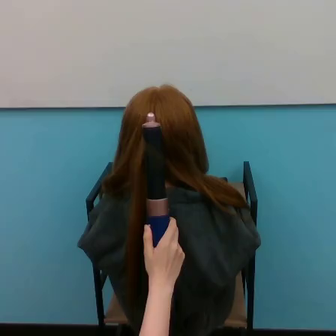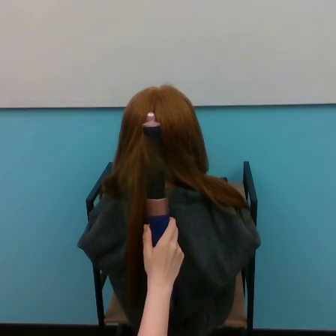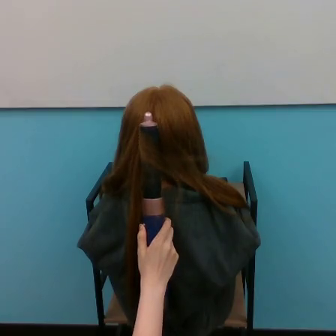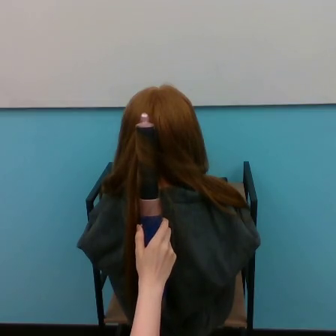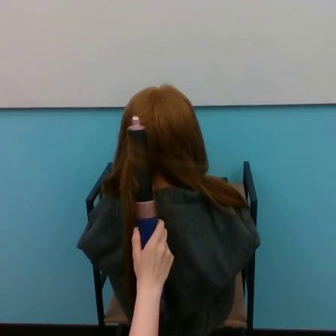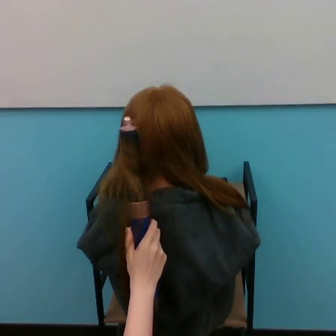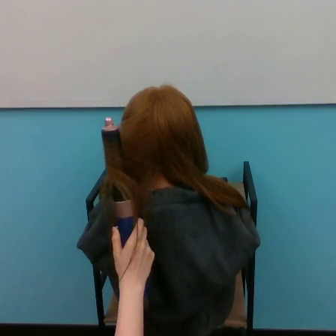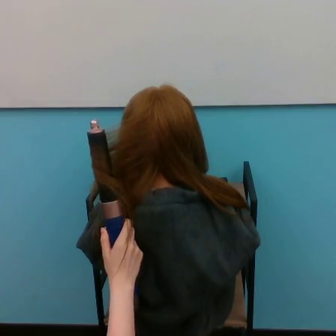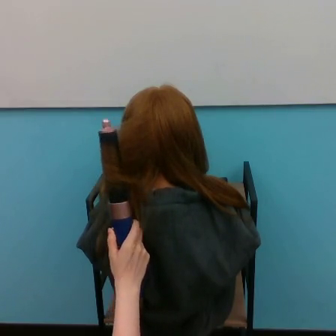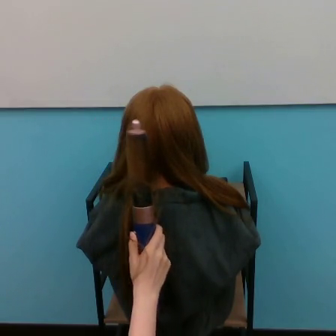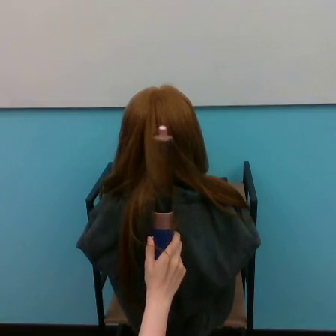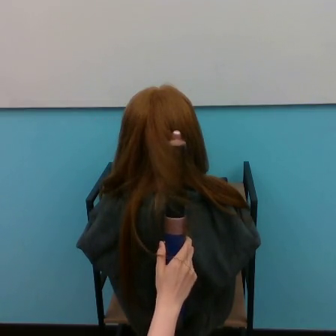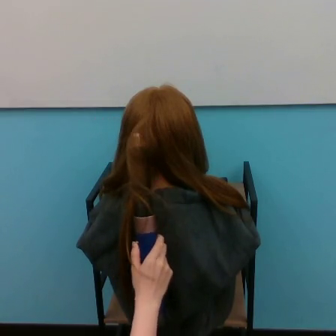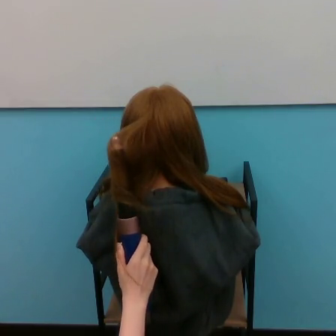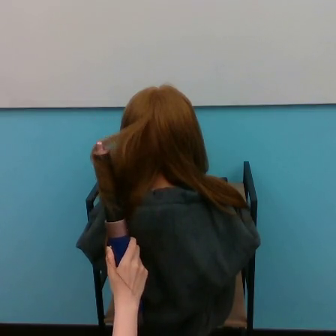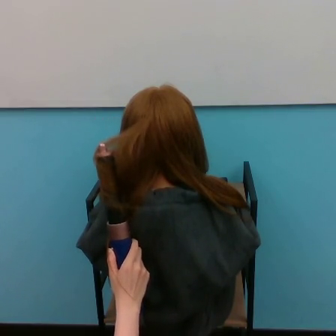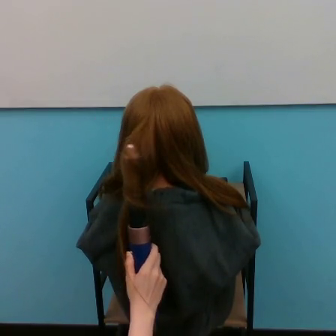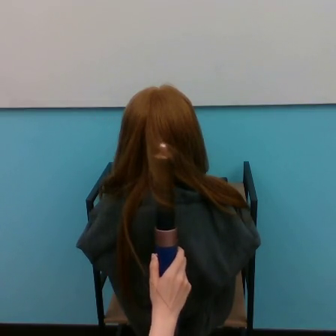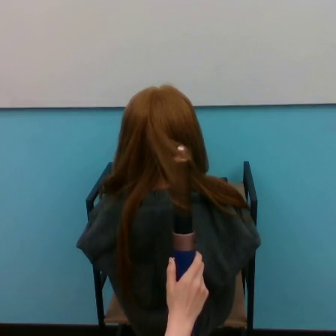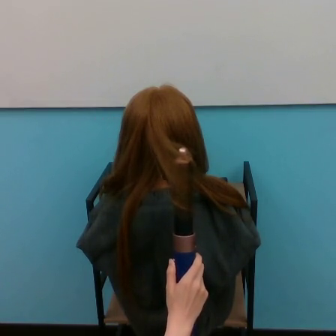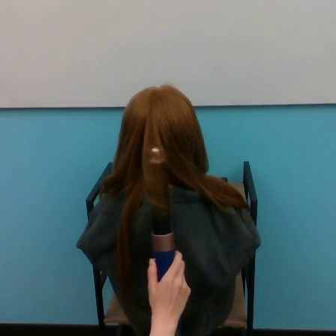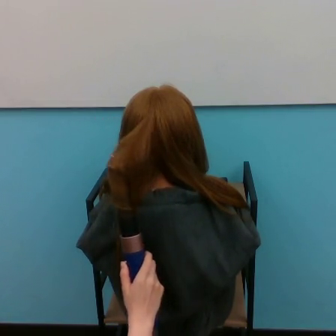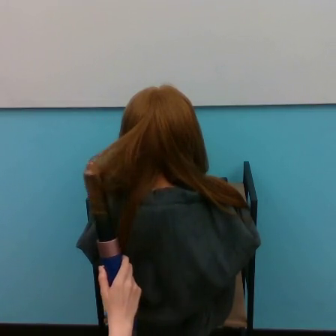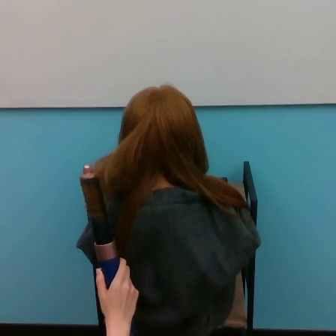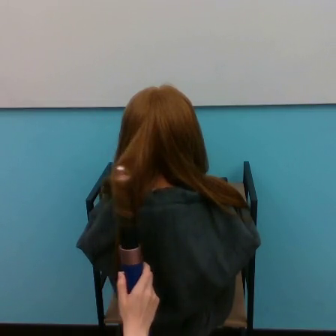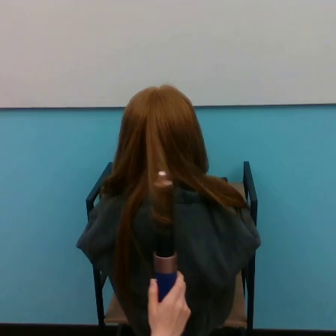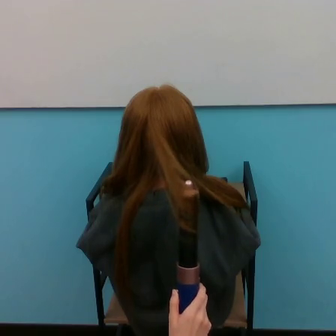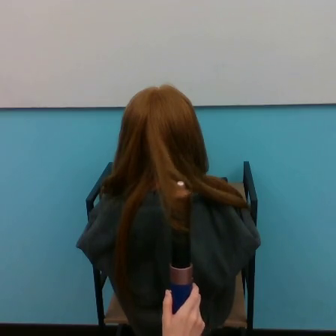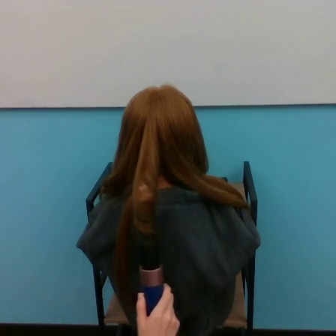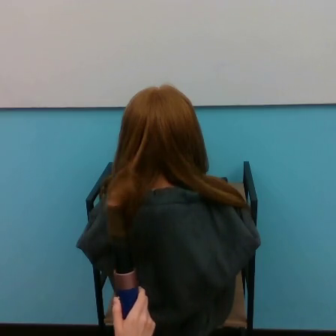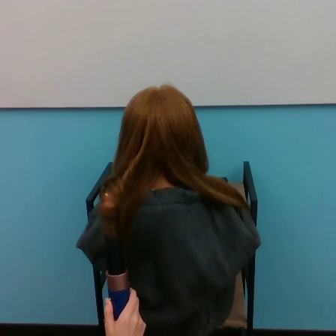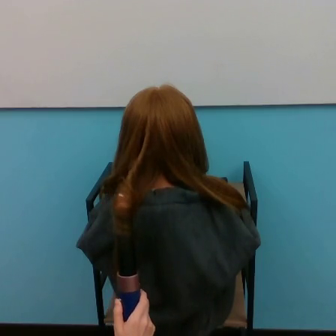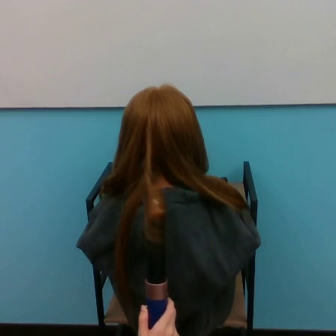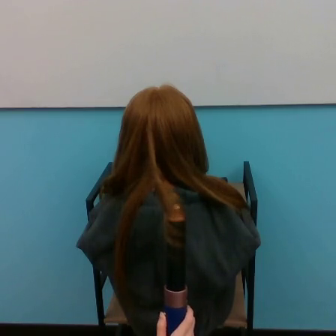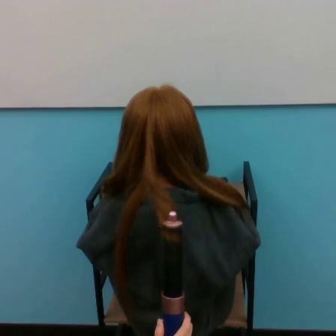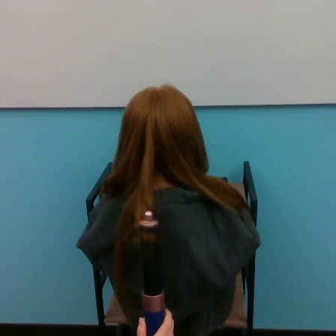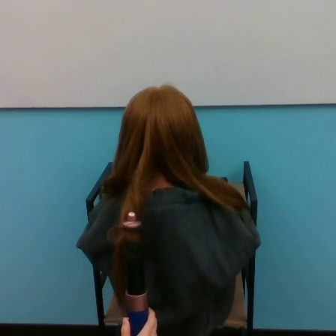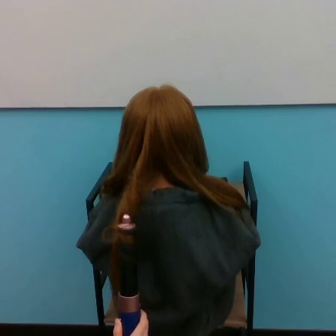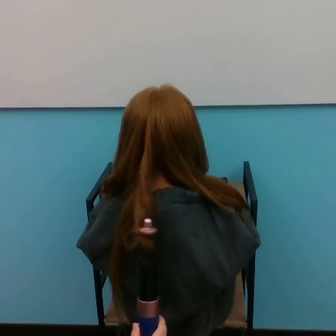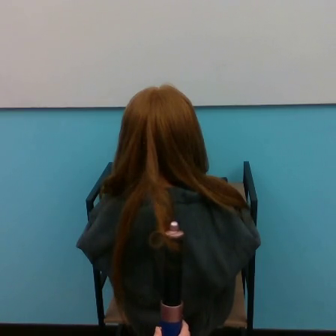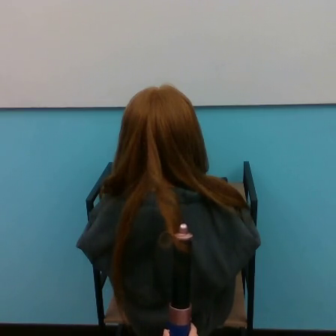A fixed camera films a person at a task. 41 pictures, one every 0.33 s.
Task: curl hair.
Motion: move downward, making horizontal oscillations to the left and to the right.
0.00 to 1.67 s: The hand goes to the left.
1.67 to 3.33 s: The hand goes to the left, then to the right.
3.33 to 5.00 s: The hand goes to the left.
5.00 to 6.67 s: The hand goes to the right, then to the left.
6.67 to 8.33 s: The hand goes to the left, then to the right.
8.33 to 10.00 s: The hand goes to the left and downward.
10.00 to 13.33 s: The hand stays where it is.
